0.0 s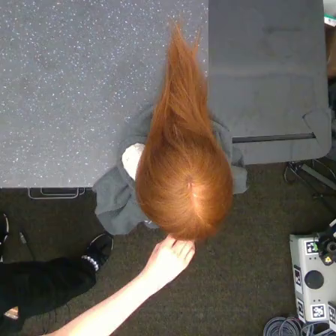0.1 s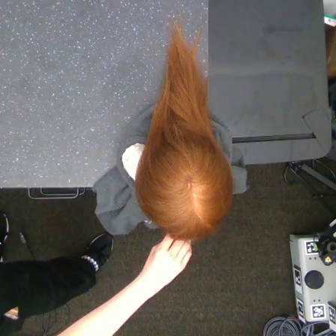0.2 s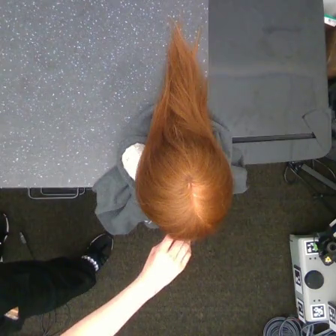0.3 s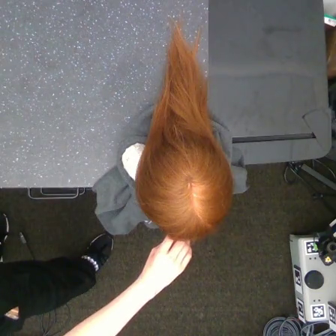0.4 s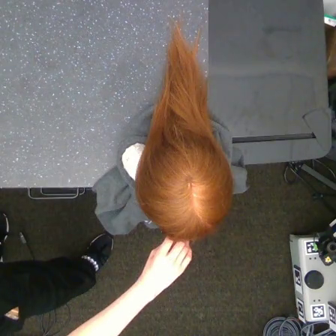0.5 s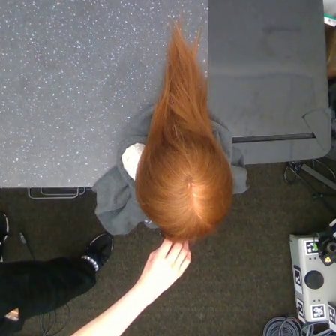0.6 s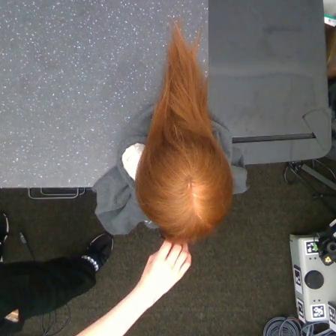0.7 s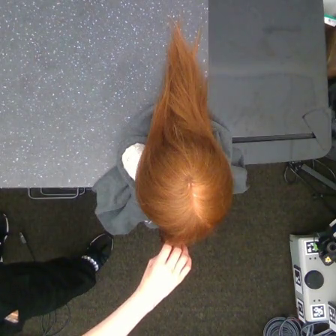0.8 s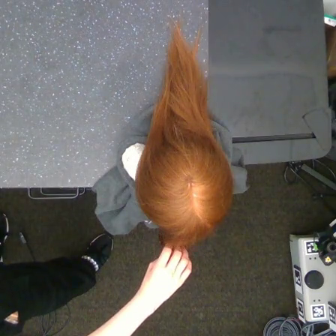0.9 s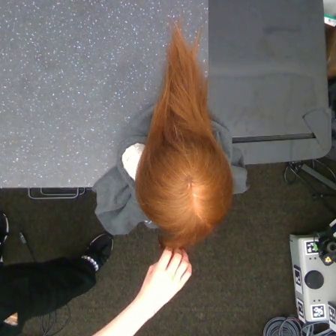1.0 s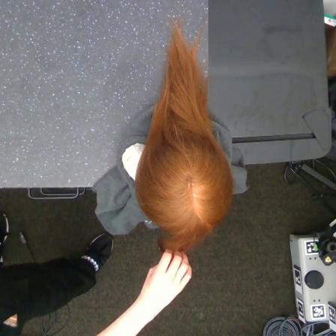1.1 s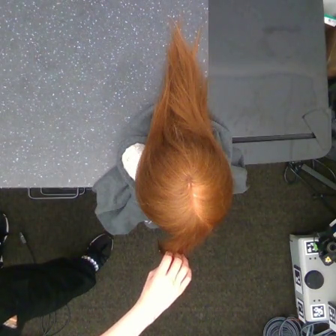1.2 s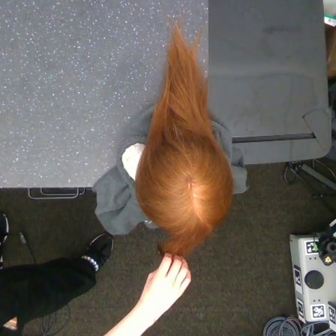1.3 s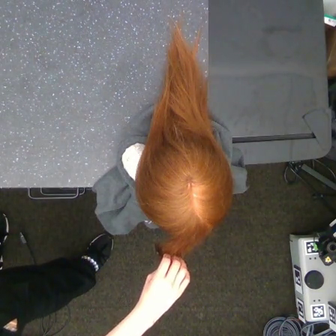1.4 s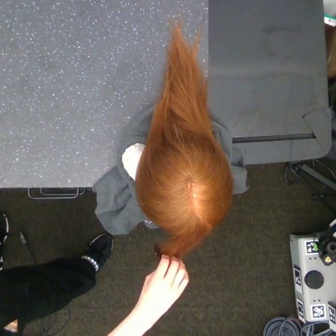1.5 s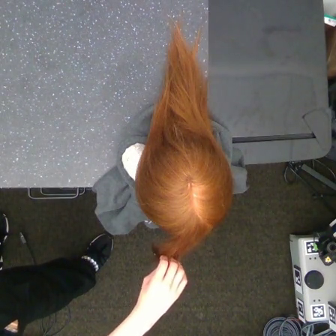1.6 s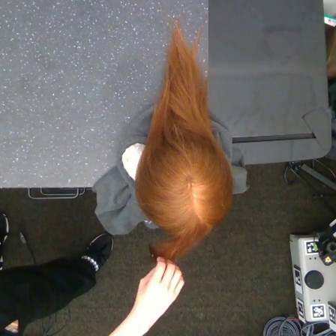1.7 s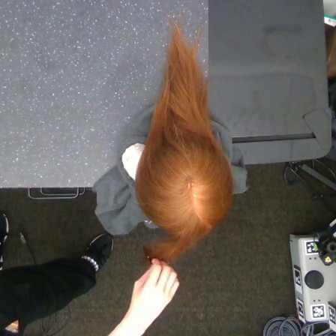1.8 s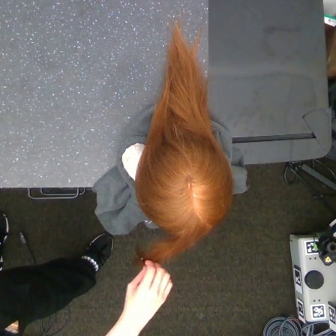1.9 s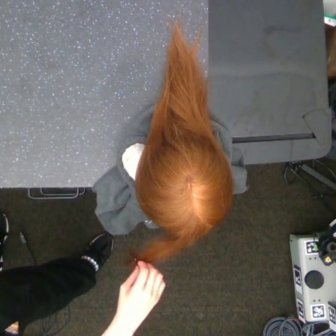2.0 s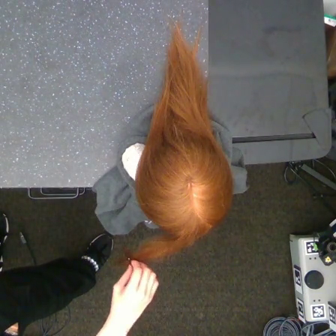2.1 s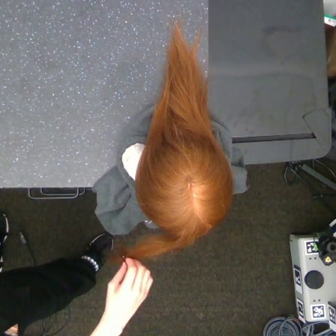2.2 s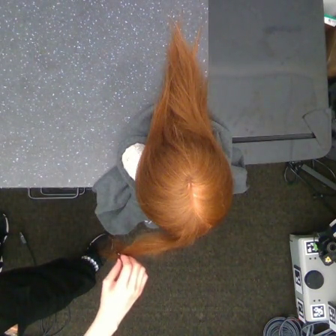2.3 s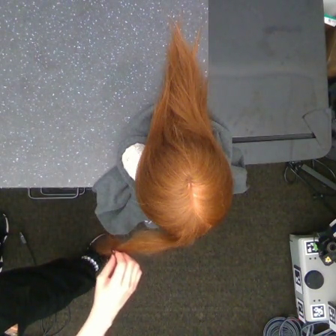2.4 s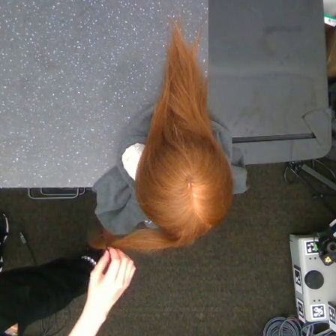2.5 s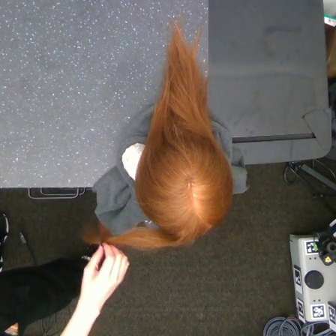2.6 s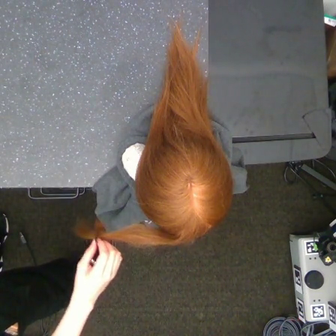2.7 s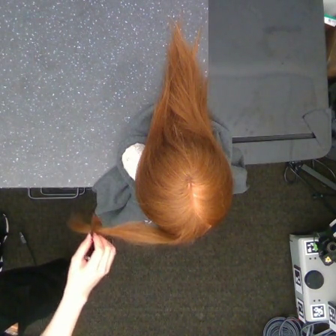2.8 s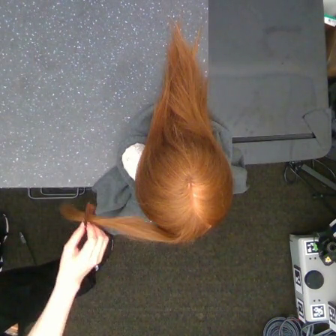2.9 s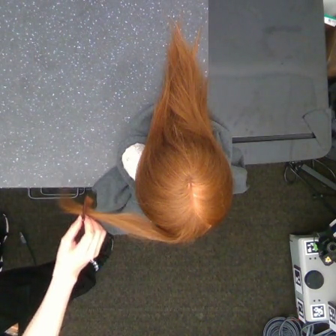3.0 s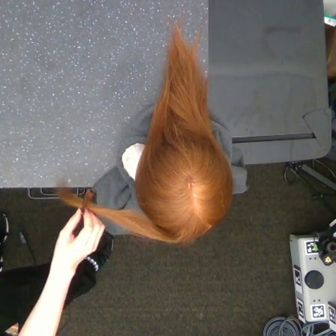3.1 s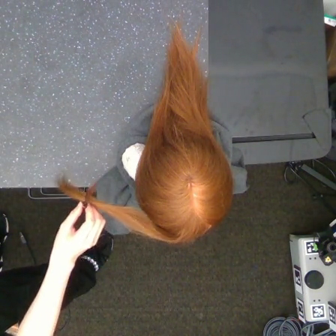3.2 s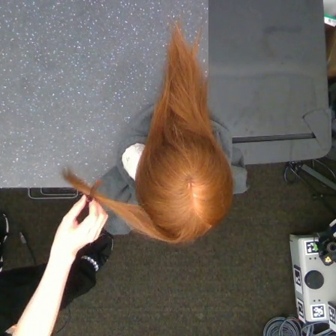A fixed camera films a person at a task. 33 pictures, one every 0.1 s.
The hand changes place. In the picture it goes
to the left.
0.0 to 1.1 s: The hand goes downward.
1.1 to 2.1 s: The hand goes to the left.
2.1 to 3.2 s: The hand goes upward and to the left.
Task: tidy front hair.
